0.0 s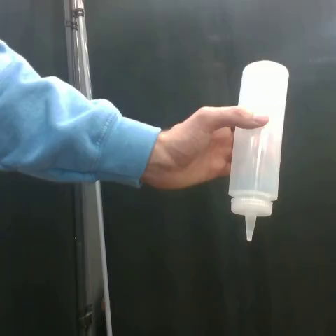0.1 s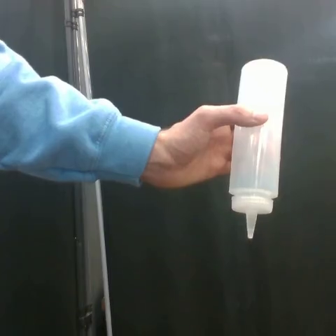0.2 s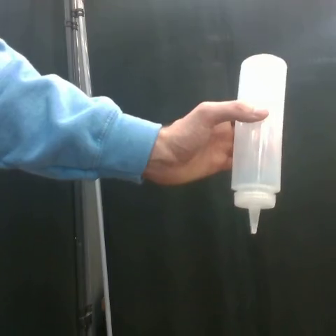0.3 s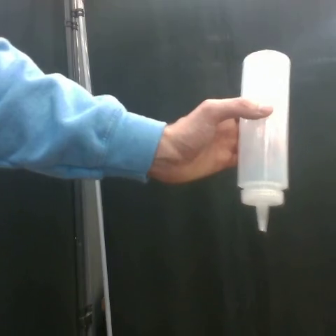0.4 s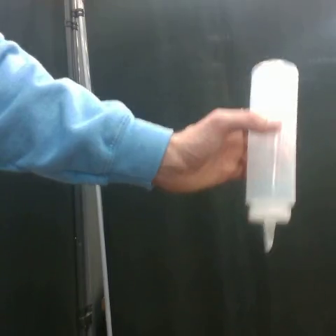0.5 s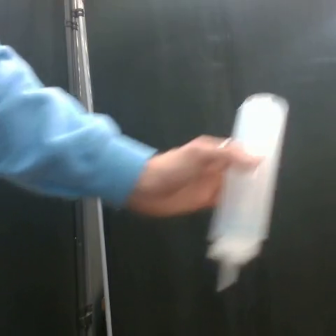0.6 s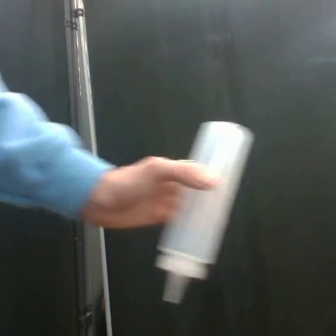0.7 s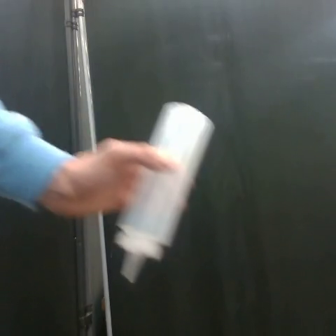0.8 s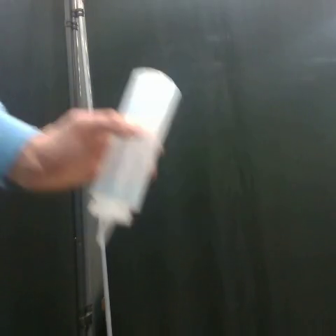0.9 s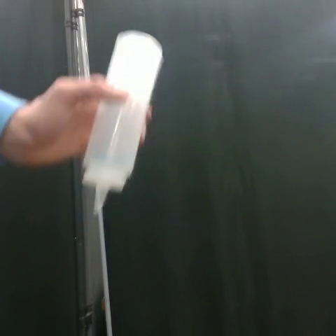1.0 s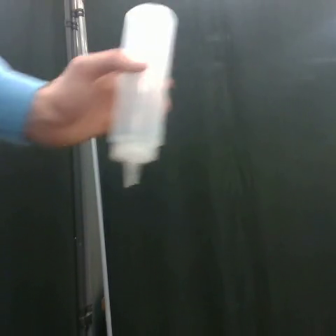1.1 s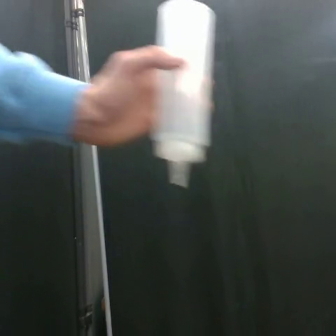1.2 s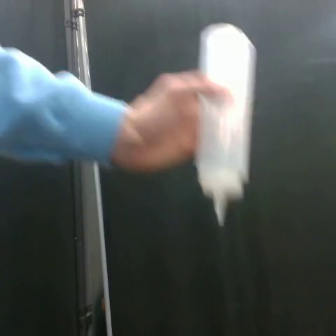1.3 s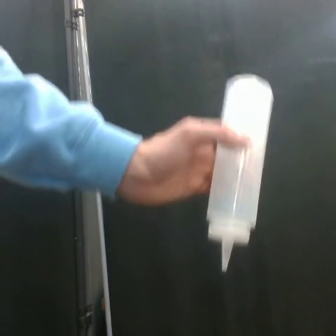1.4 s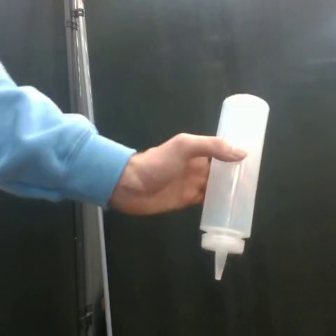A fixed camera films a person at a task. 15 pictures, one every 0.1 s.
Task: shake the condiment dispenser.
Motion: make a circular motion clockwise.
0.0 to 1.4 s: The hand goes to the left, then to the right and downward, on a clockwise arc.
In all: It circles clockwise, turning through about 450 degrees.
